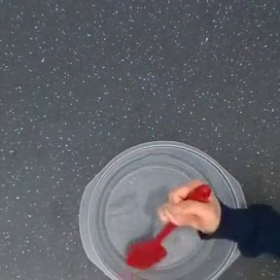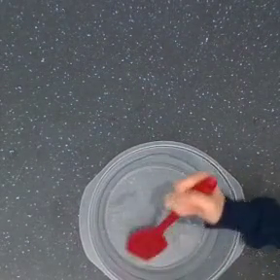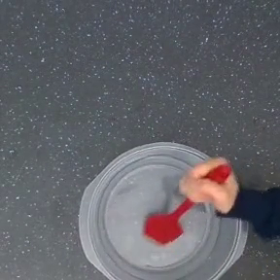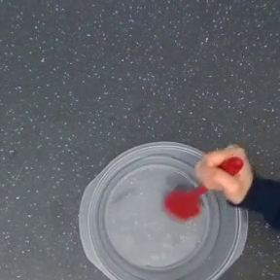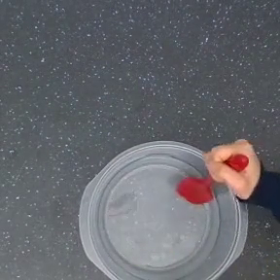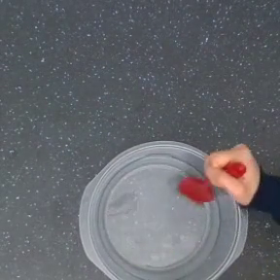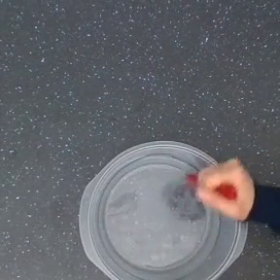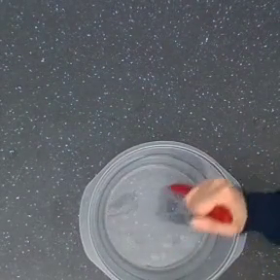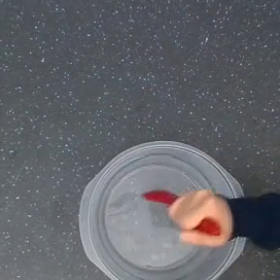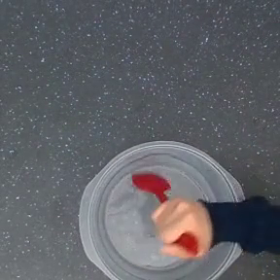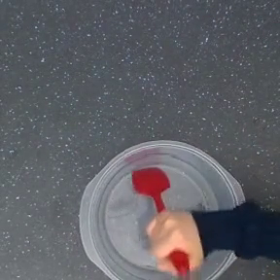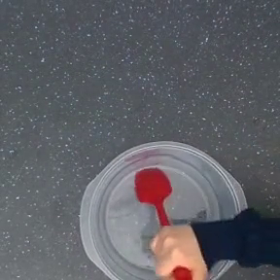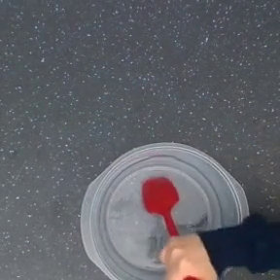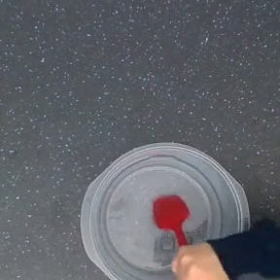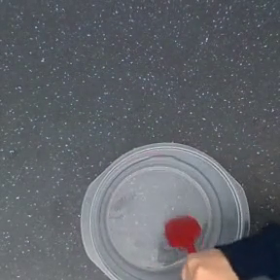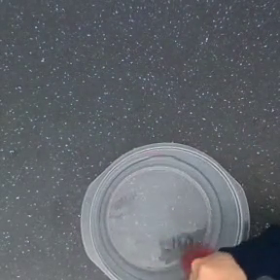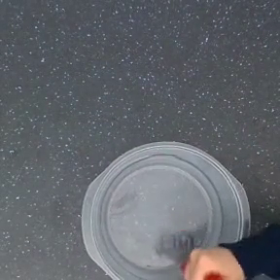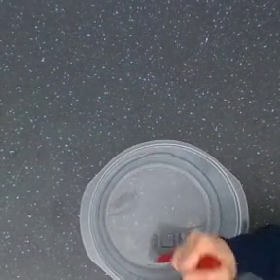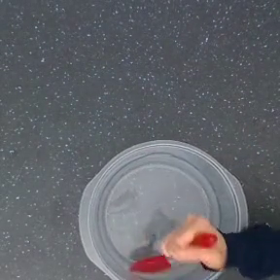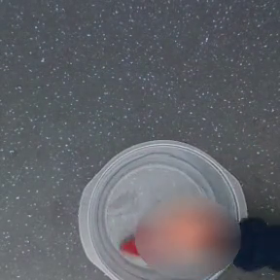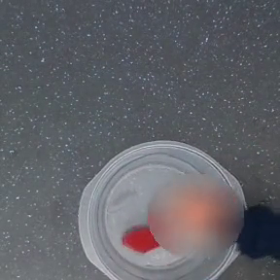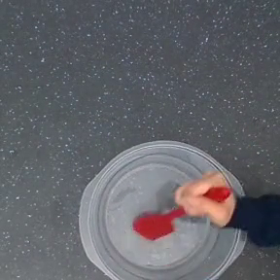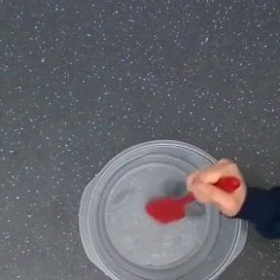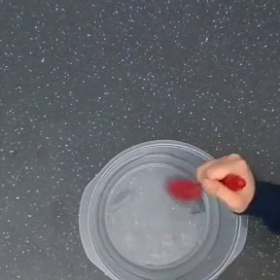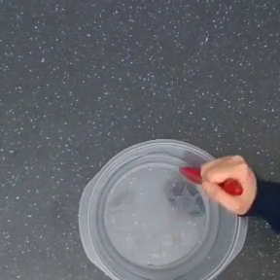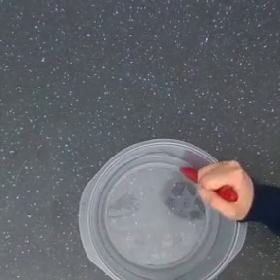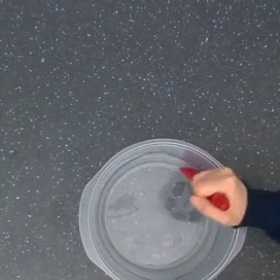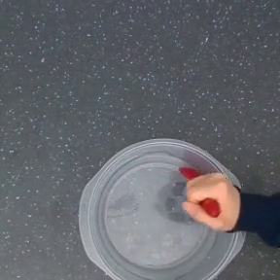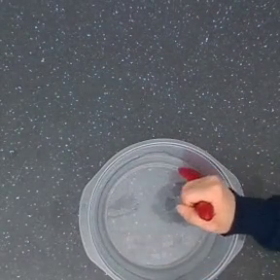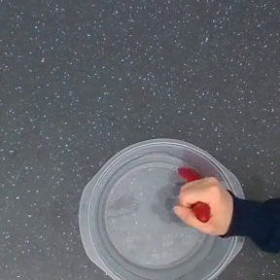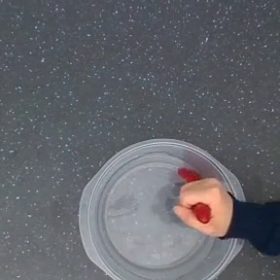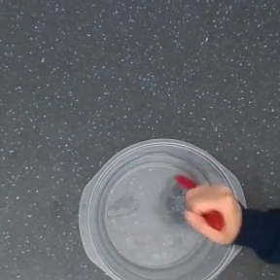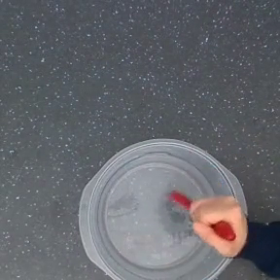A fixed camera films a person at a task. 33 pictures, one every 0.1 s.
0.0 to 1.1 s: The hand goes upward and to the right, then downward and to the left.
1.1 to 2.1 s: The hand goes upward and to the right.
2.1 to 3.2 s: The hand goes to the right and upward, then downward.
Task: stir.
